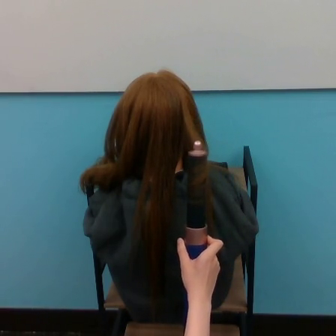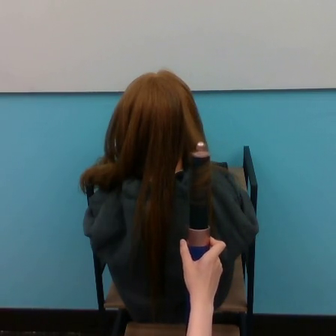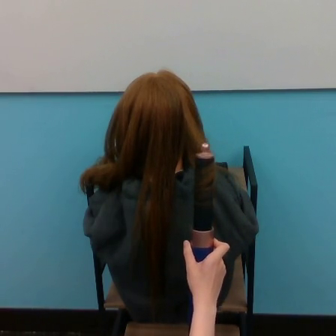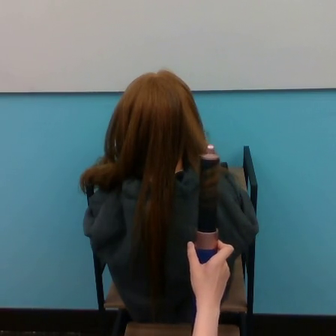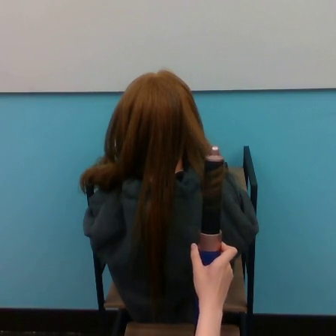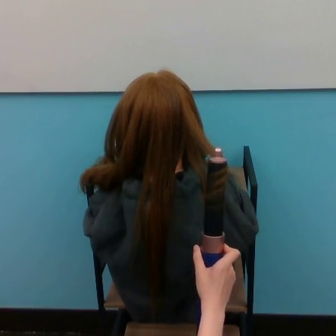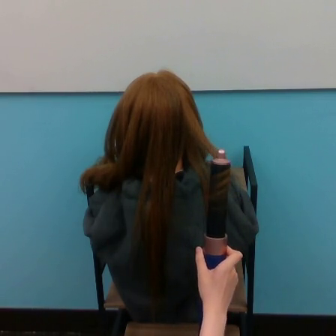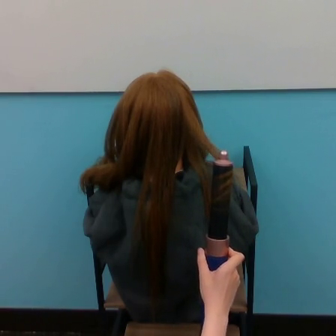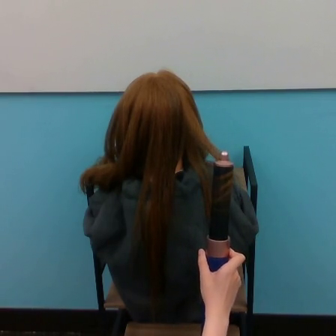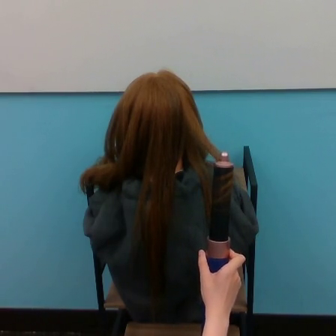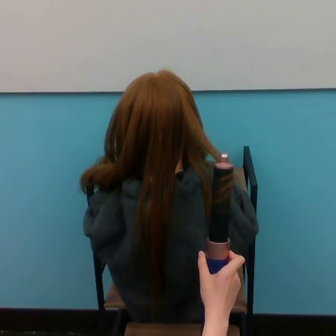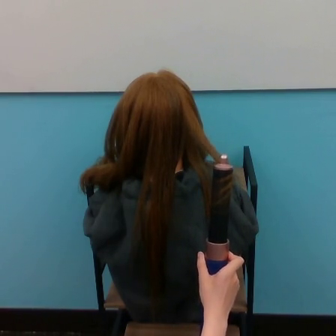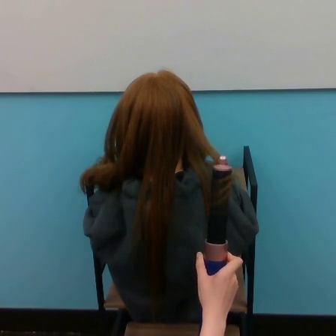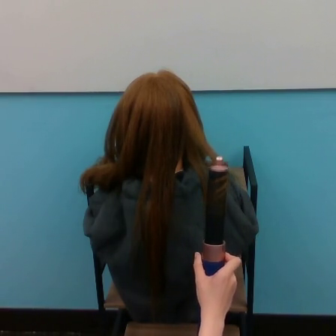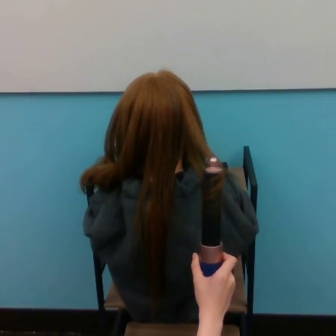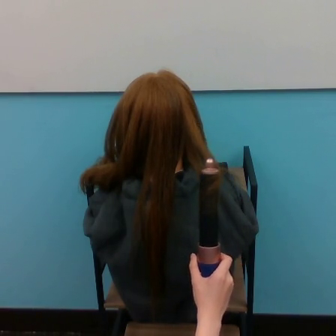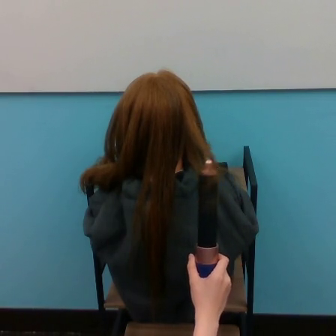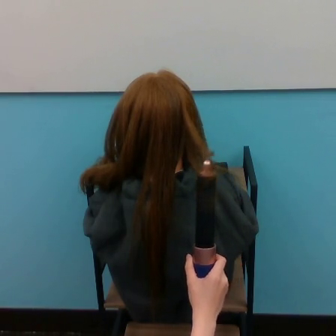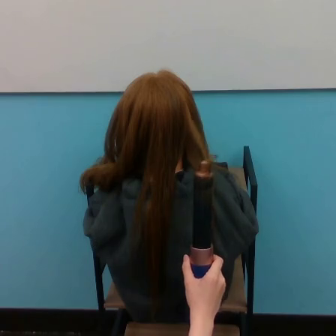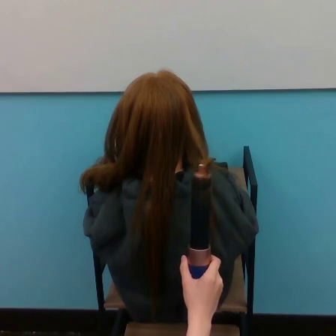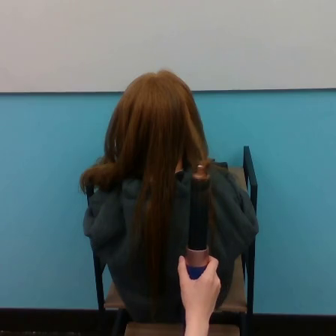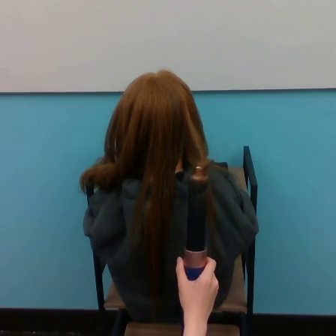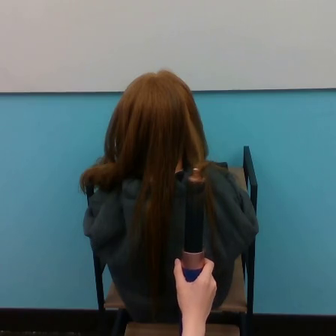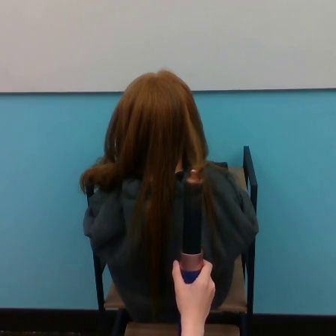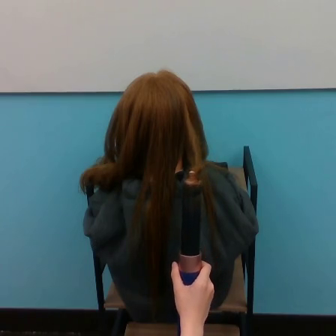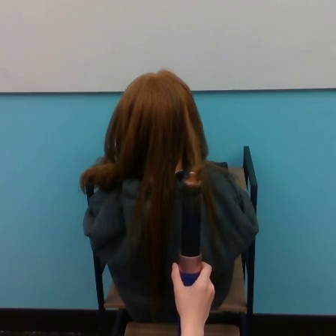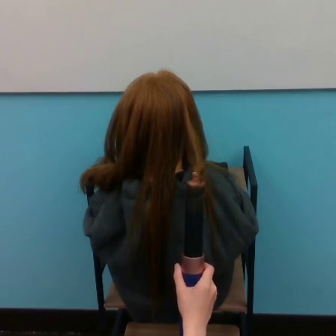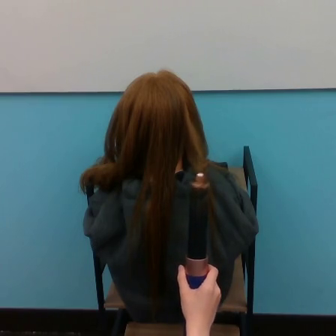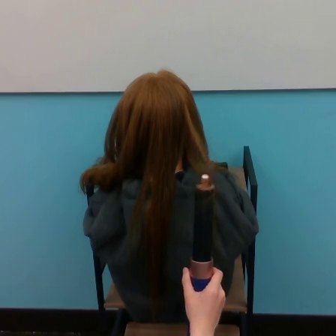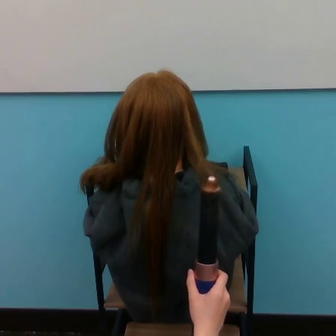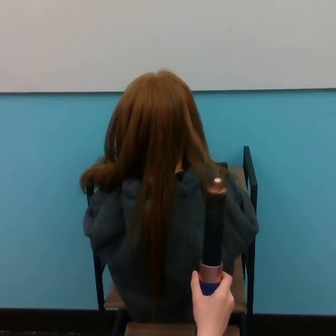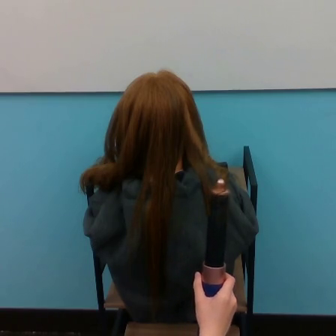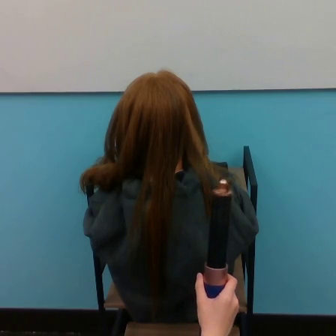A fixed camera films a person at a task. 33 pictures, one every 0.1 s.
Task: curl hair.
0.0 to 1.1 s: The hand goes to the right and downward.
1.1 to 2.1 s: The hand goes to the left.
2.1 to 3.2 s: The hand goes to the right and downward, on a counterclockwise arc.
